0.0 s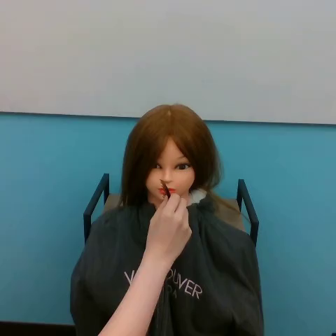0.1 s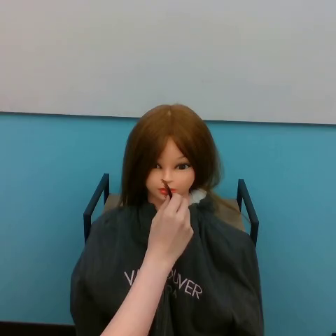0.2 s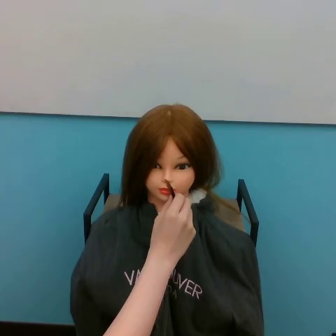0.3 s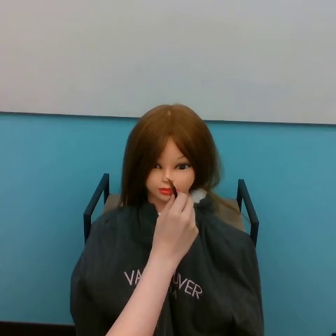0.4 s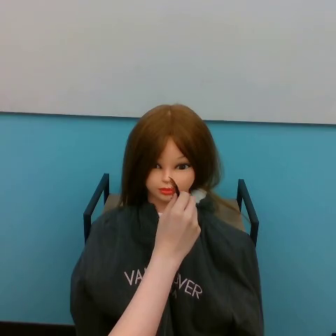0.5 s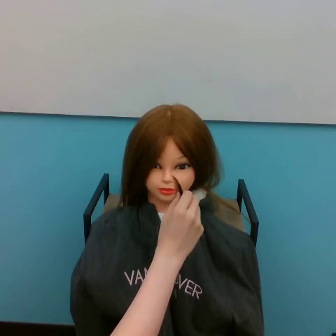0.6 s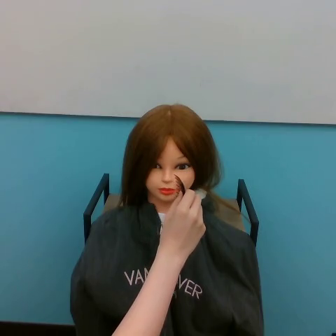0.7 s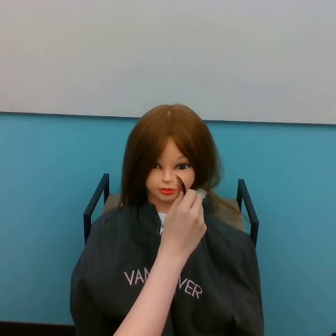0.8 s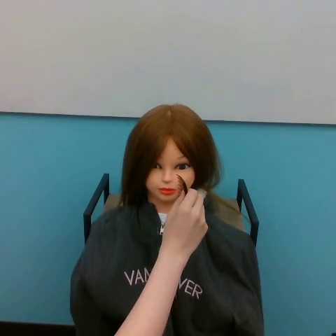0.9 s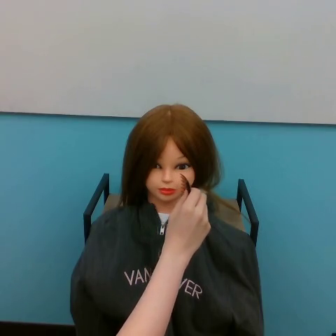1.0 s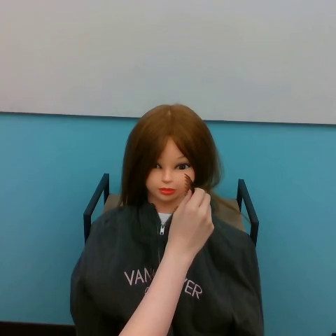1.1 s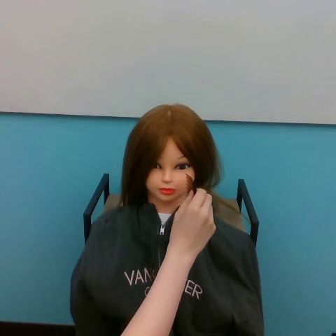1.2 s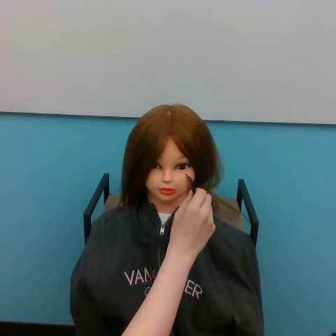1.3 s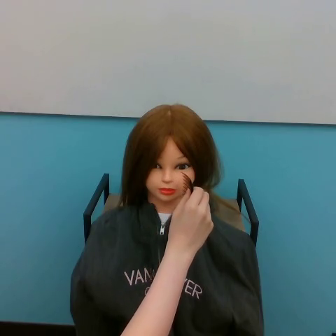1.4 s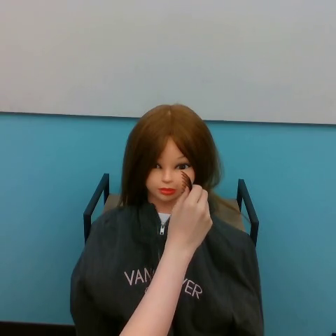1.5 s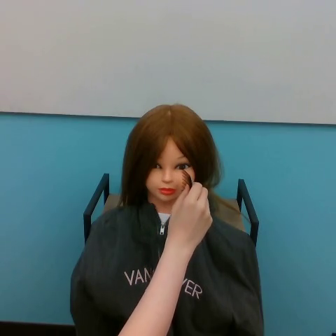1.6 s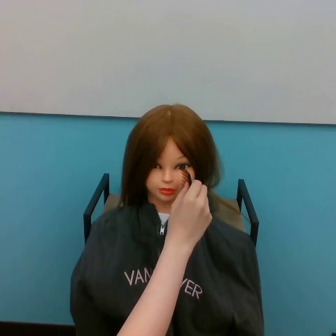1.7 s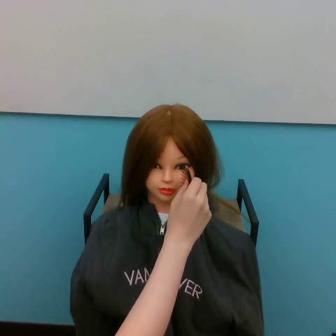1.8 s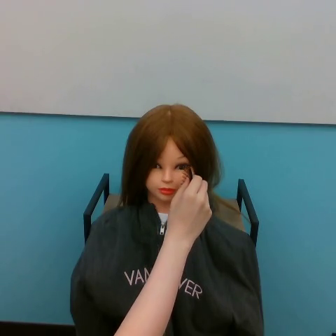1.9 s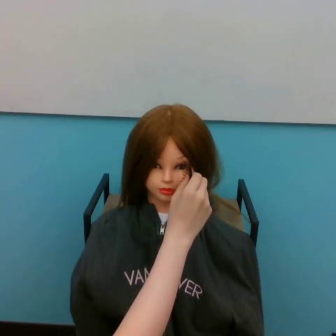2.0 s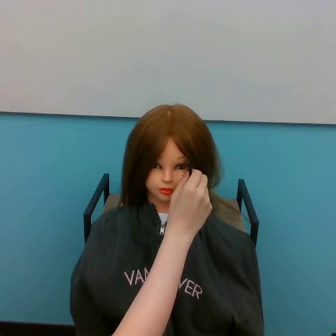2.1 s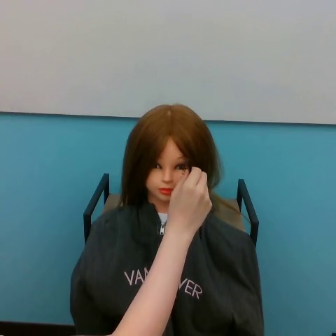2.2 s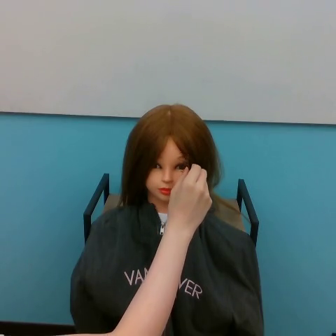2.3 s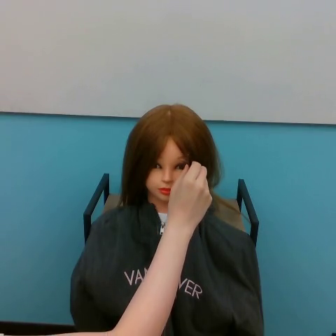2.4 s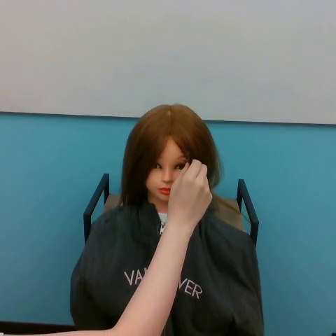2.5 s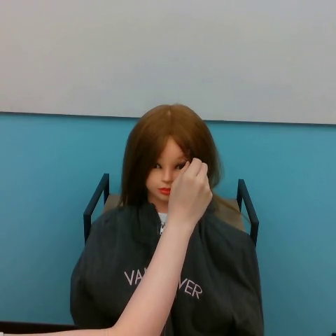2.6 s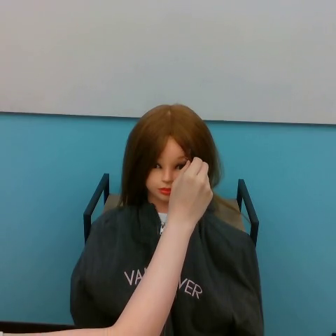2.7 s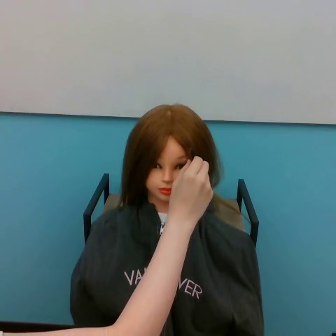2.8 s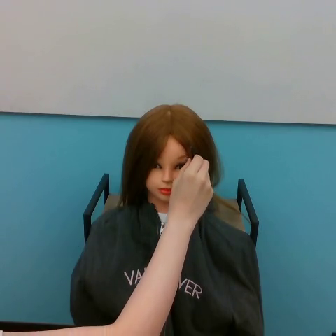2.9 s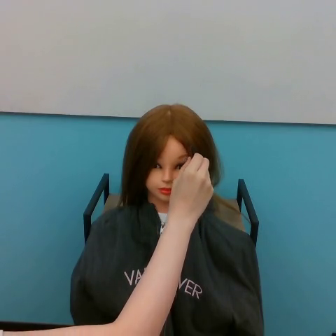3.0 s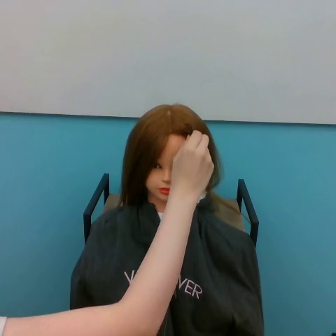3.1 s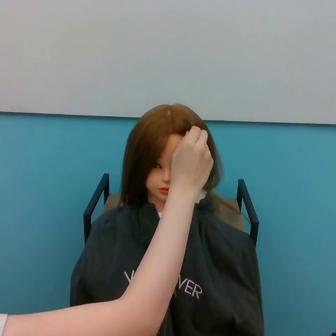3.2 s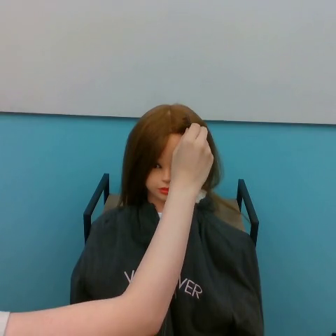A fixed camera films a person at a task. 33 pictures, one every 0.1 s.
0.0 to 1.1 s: The hand goes to the right.
1.1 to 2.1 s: The hand goes upward.
2.1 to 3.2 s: The hand goes upward.
Task: part hair.
